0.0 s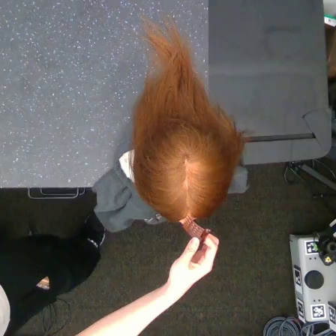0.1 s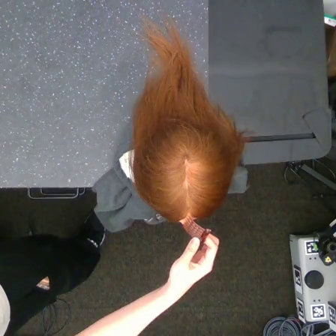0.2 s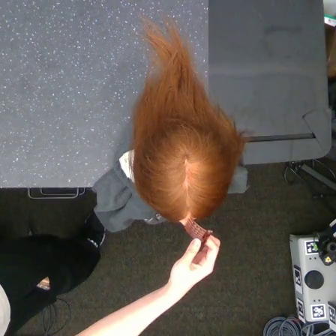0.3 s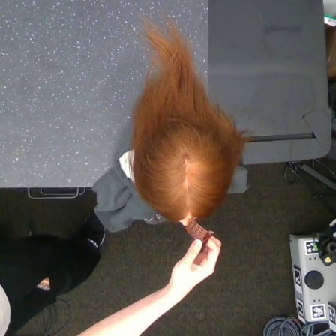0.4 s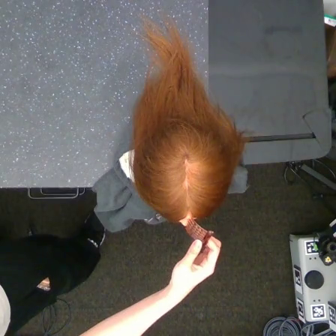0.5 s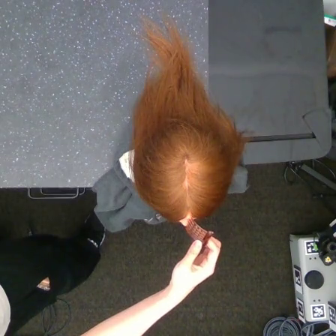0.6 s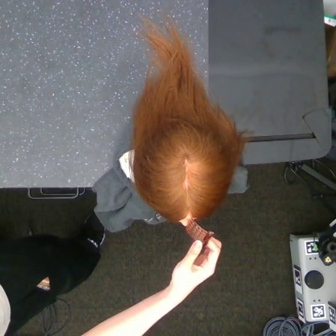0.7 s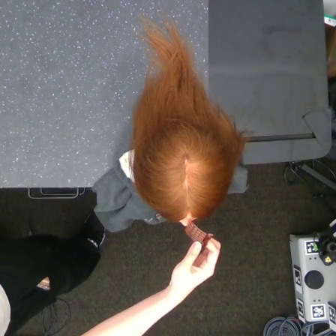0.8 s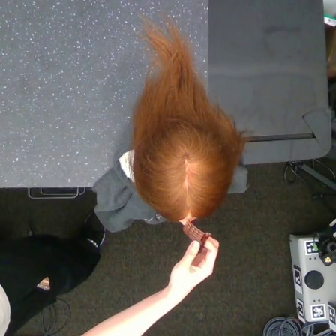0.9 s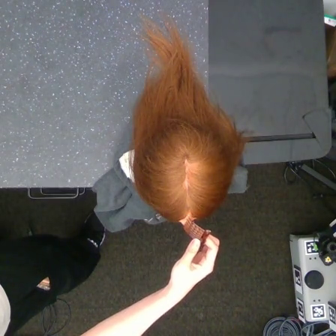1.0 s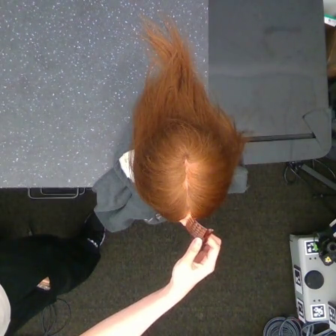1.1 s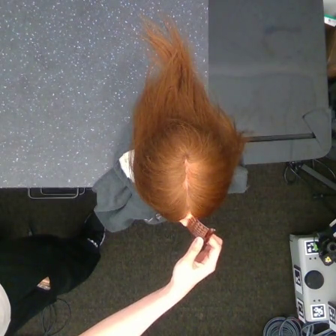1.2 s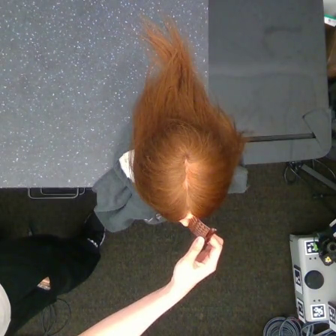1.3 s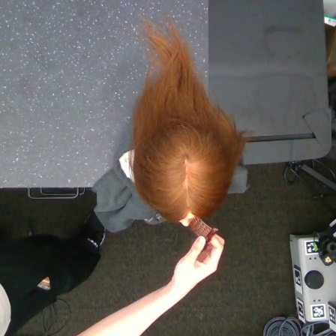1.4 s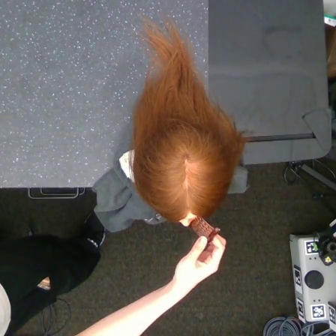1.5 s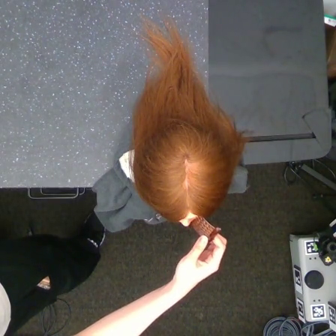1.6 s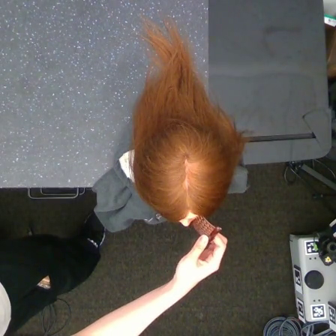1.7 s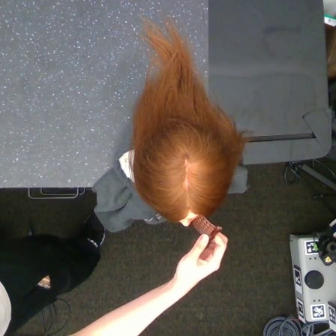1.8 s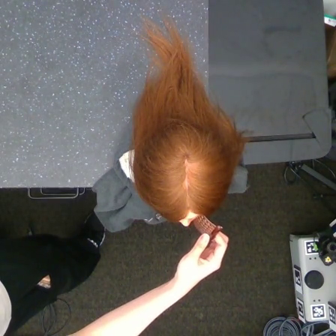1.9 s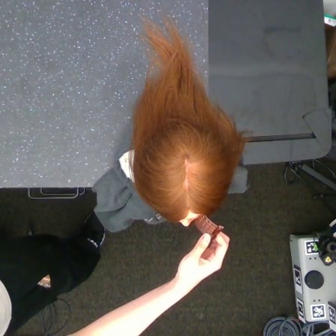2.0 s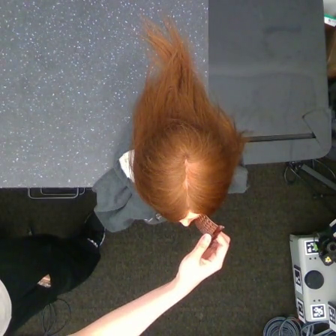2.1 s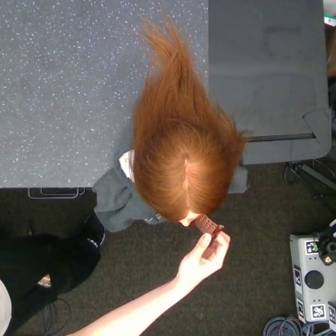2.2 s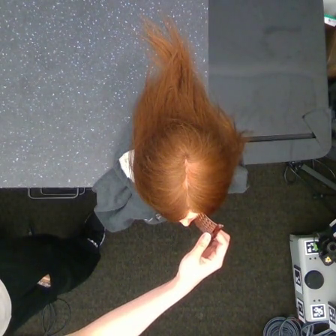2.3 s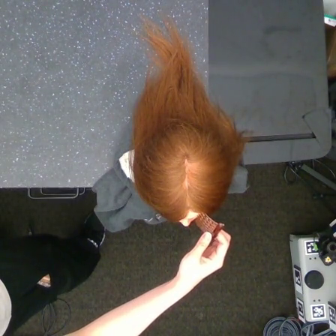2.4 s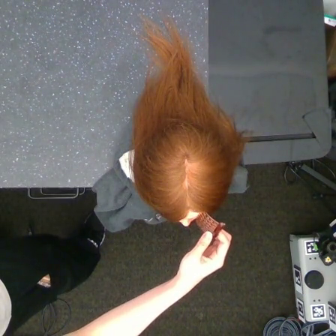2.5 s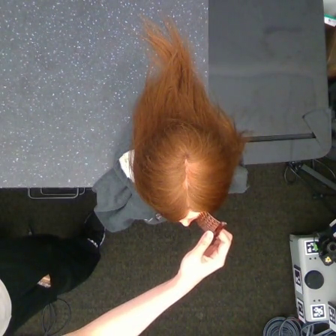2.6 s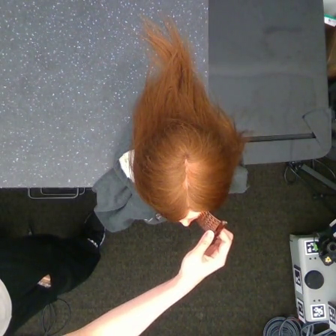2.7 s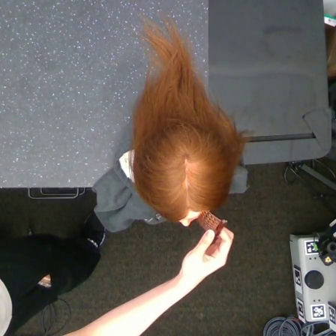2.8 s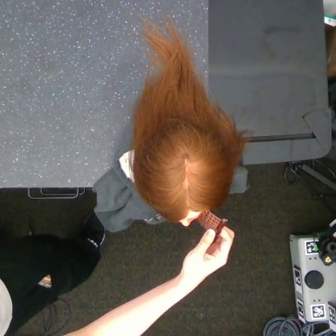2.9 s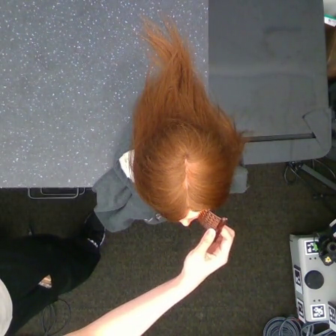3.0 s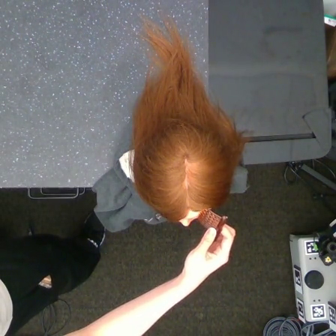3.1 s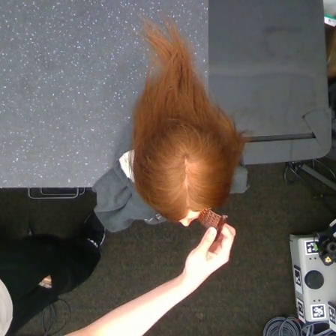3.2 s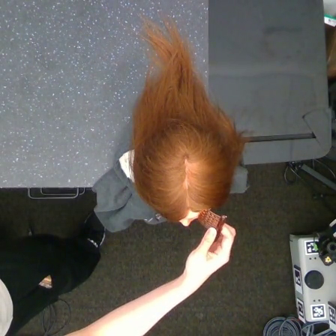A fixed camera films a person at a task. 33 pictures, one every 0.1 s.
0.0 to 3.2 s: The hand goes to the right, on a counterclockwise arc.
Task: part hair.
